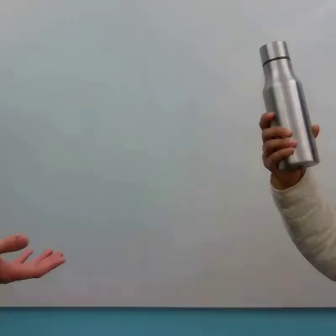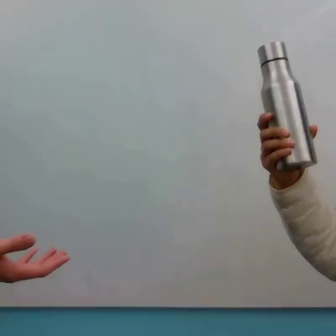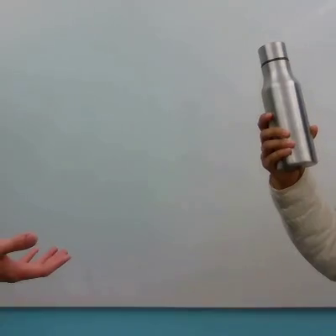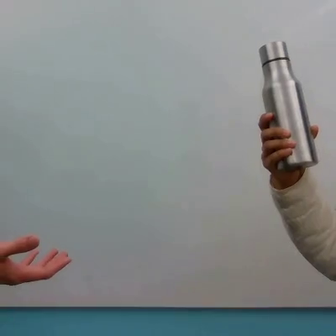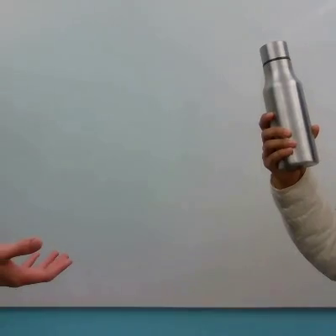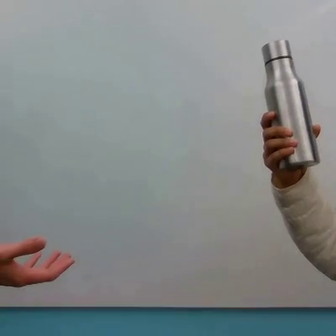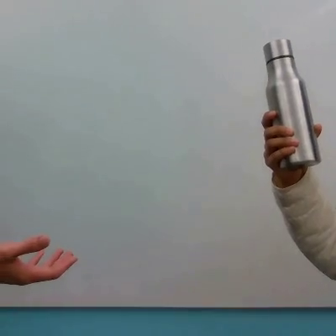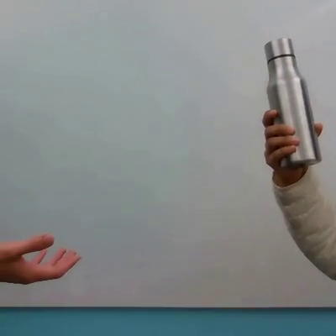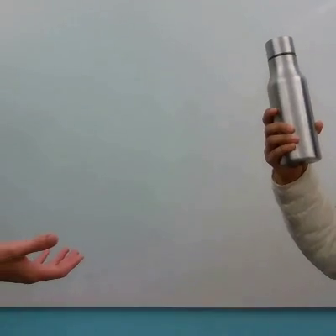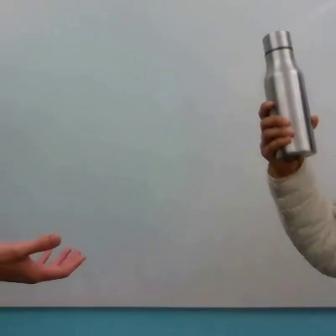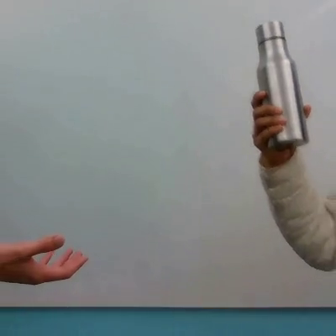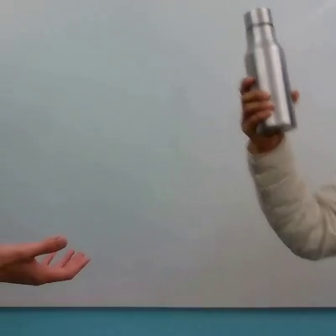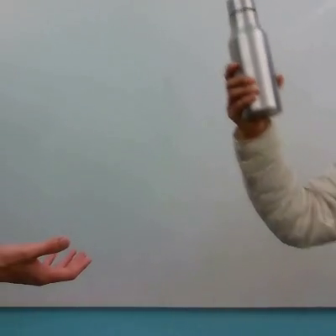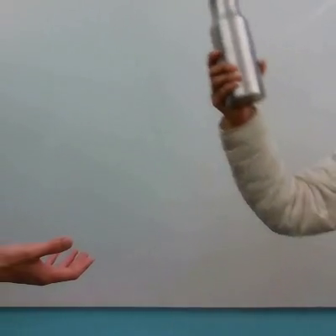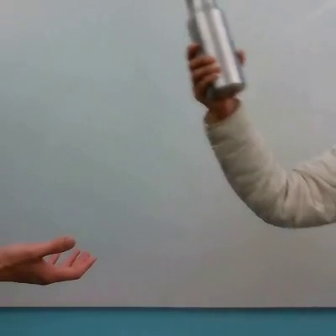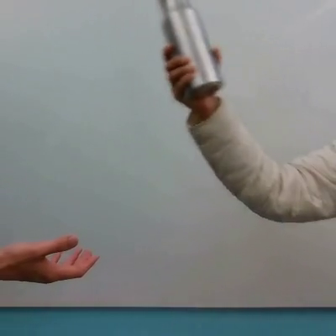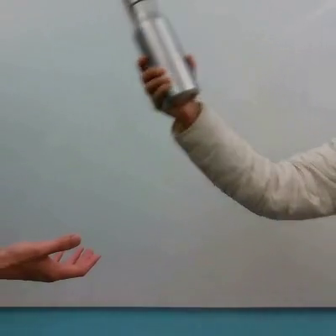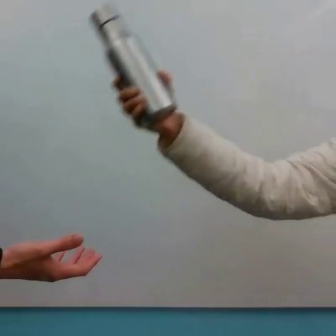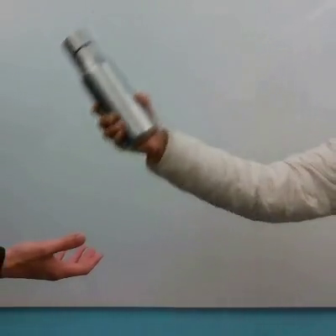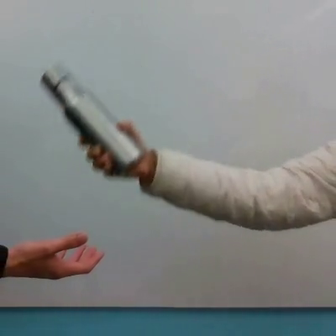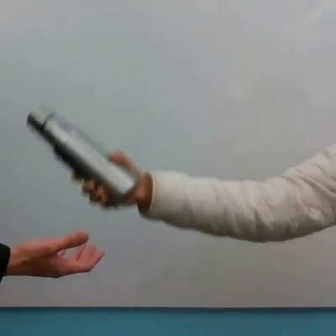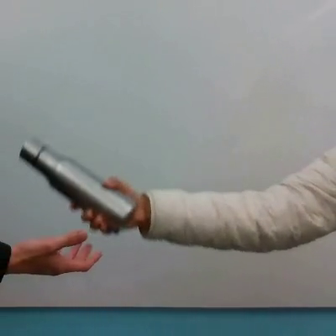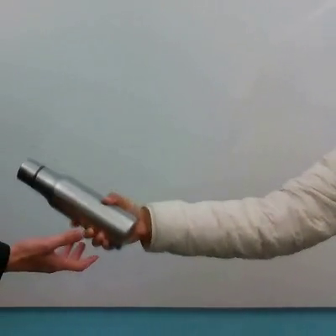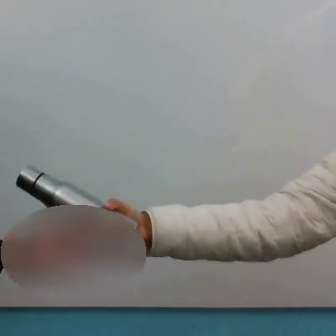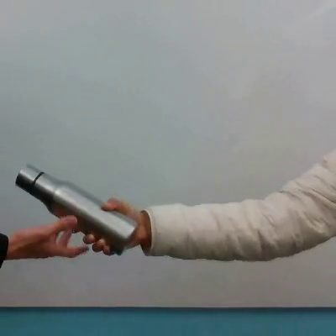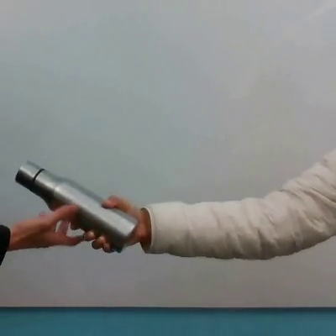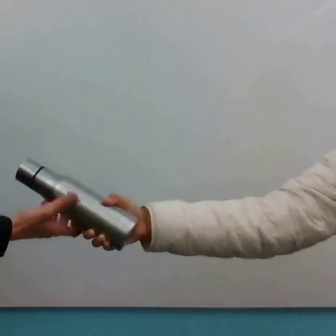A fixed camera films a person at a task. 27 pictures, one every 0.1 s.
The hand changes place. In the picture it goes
to the left.
0.0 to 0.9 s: The hand moves only a little.
0.9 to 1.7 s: The hand goes to the left, on a counterclockwise arc.
1.7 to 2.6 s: The hand goes downward and to the left, then upward.
Task: handover bottle.
Motion: move downward and to the left following a concave curve.
